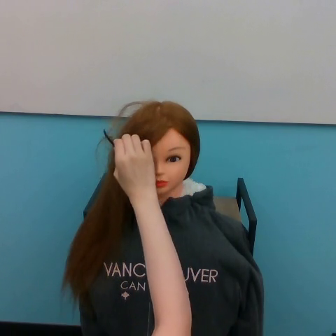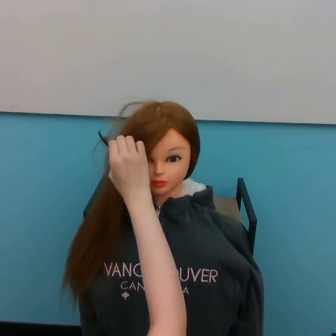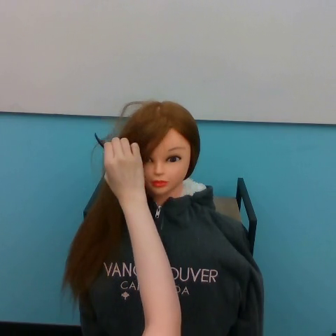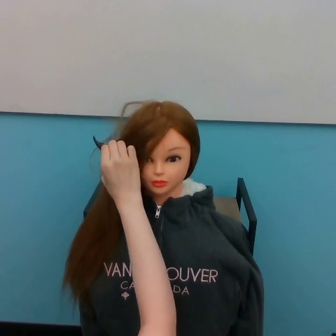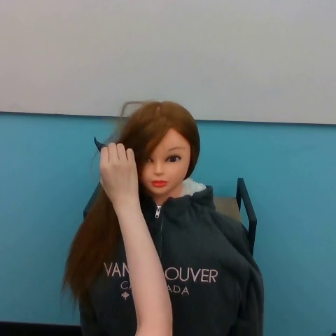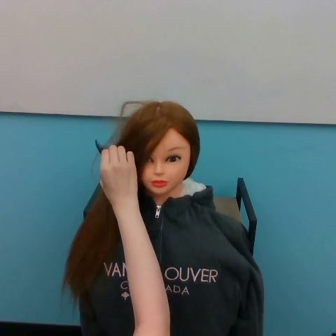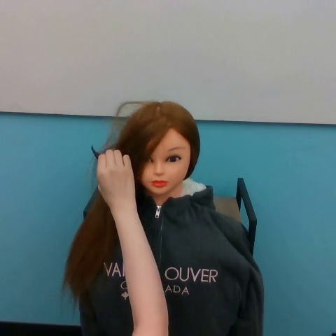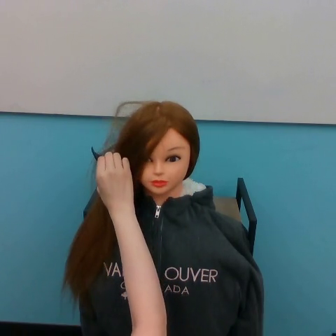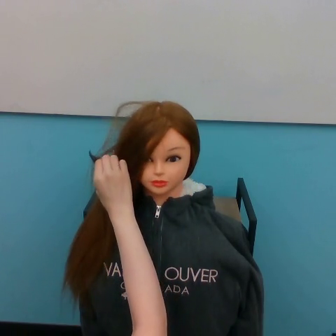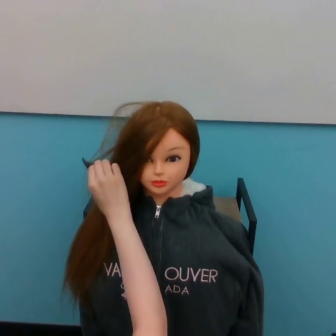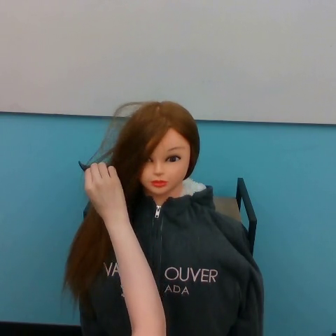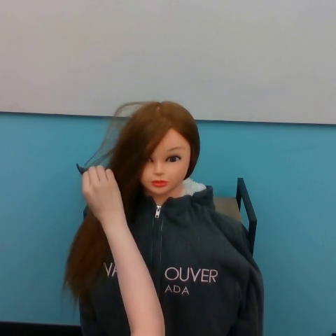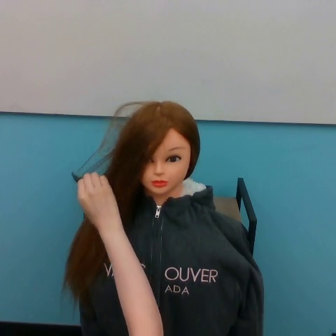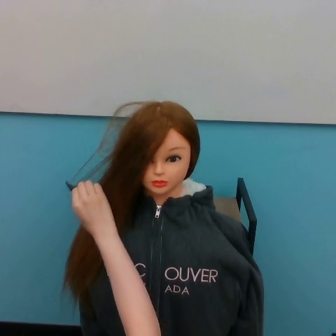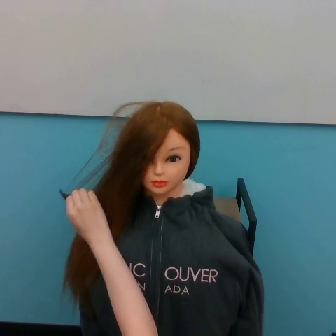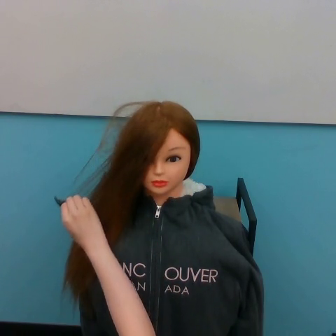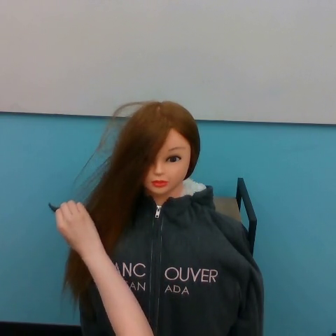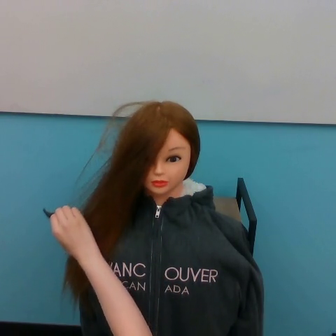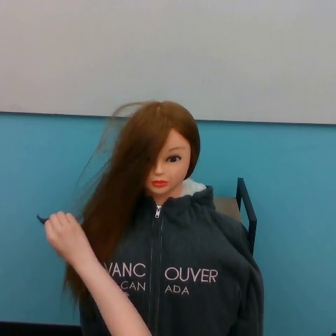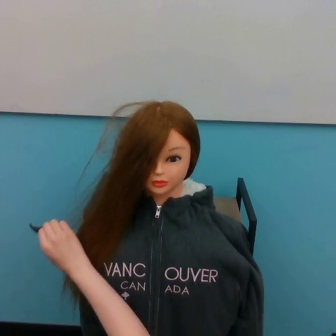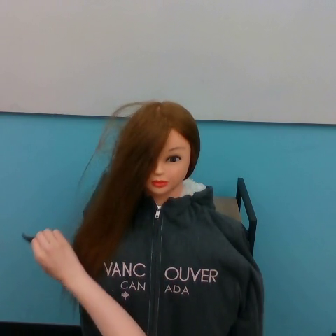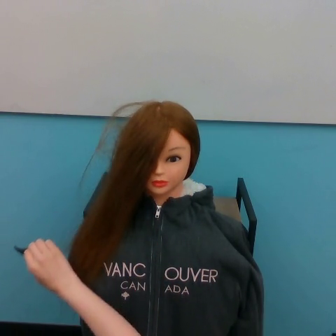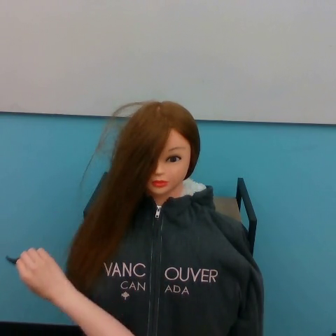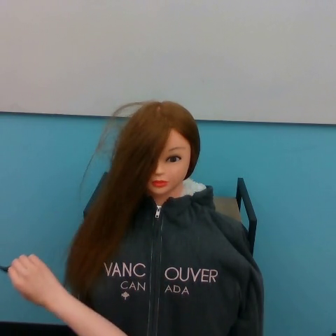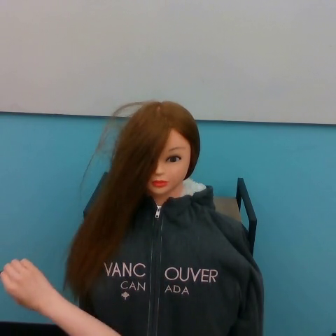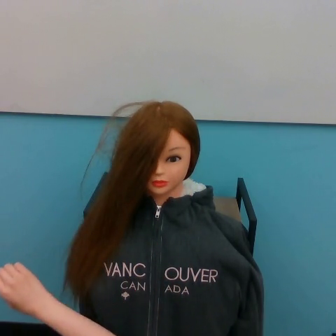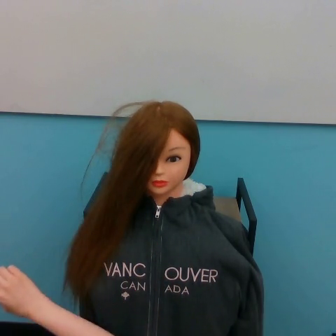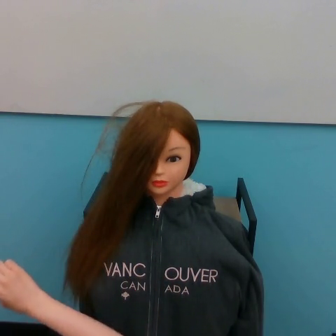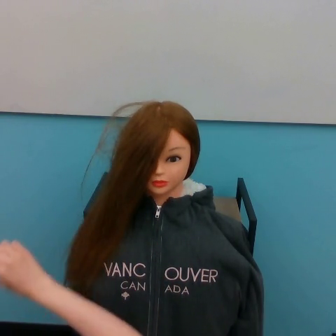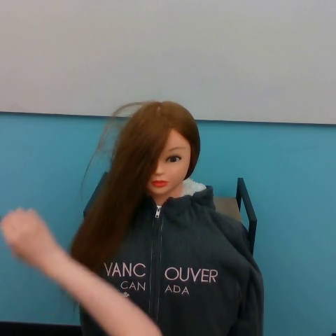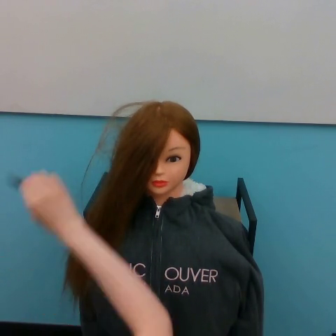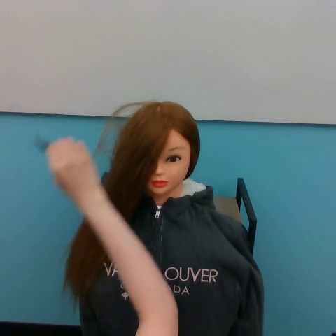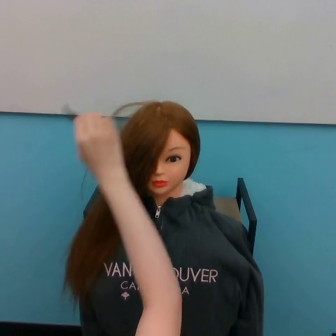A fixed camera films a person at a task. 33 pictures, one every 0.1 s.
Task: brush hair.
0.0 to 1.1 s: The hand goes to the left and downward.
1.1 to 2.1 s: The hand goes downward and to the left.
2.1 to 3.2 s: The hand goes upward and to the right.
